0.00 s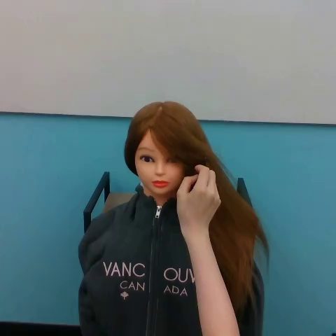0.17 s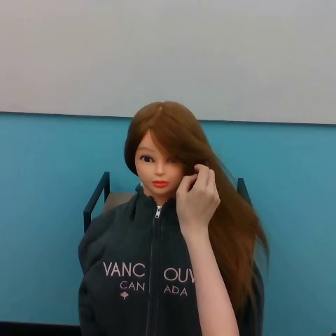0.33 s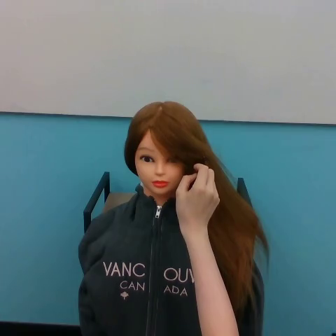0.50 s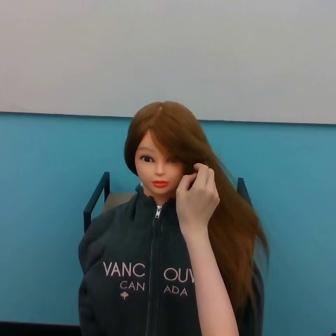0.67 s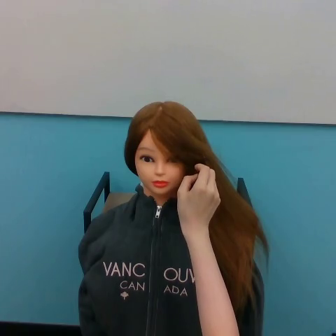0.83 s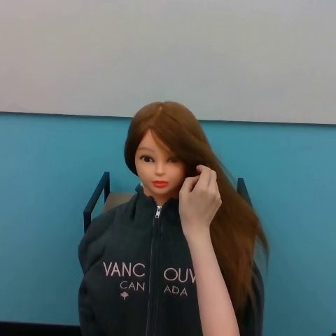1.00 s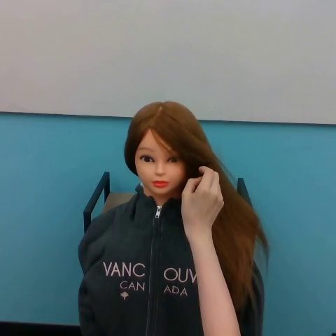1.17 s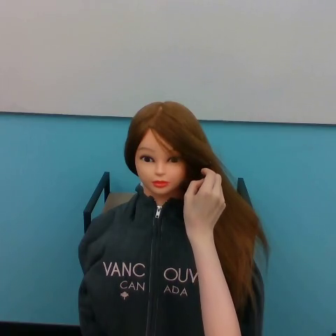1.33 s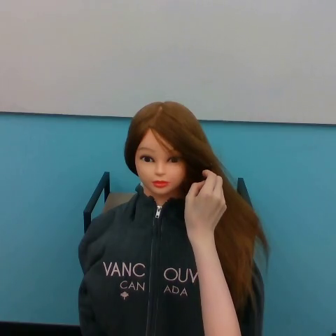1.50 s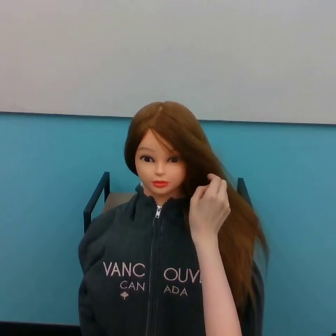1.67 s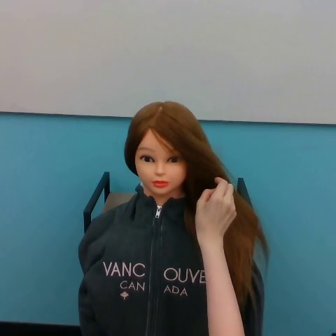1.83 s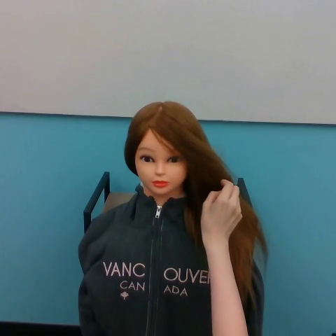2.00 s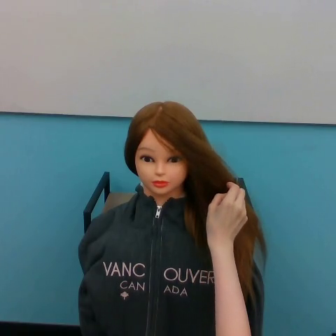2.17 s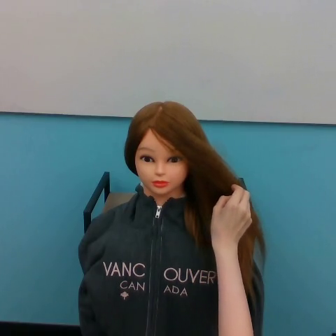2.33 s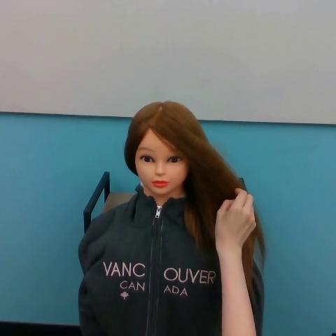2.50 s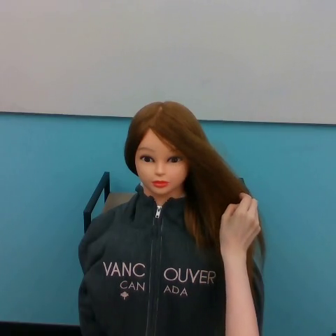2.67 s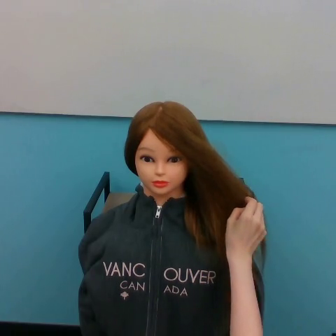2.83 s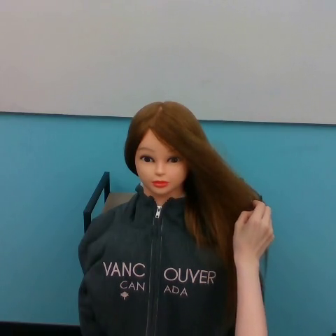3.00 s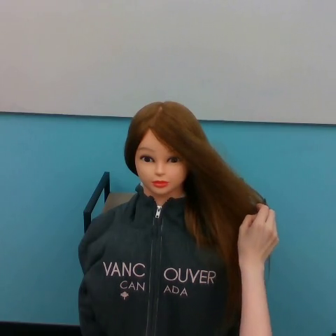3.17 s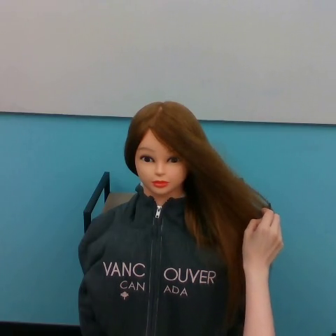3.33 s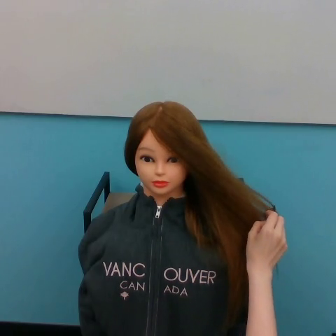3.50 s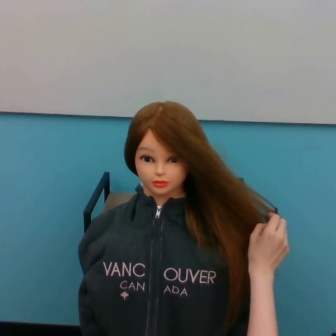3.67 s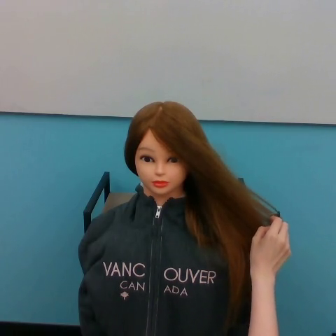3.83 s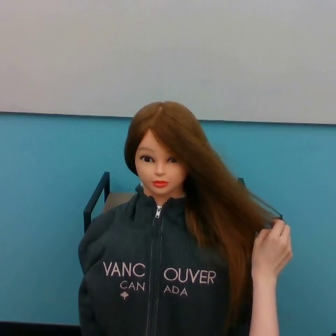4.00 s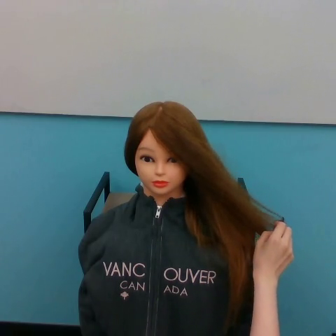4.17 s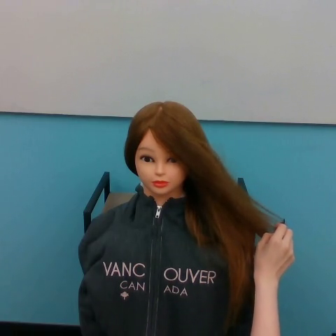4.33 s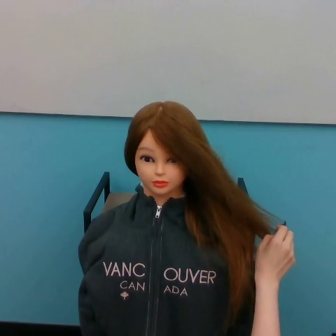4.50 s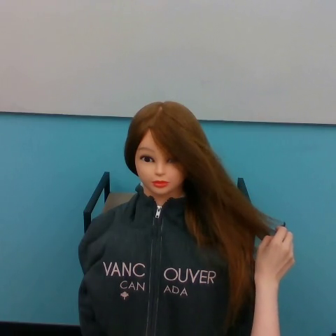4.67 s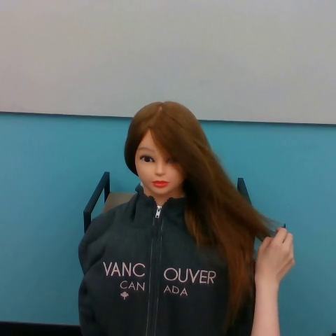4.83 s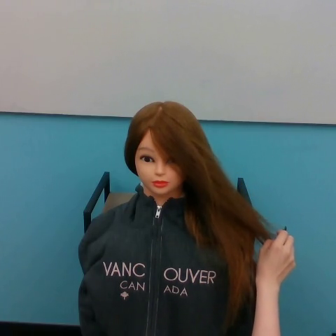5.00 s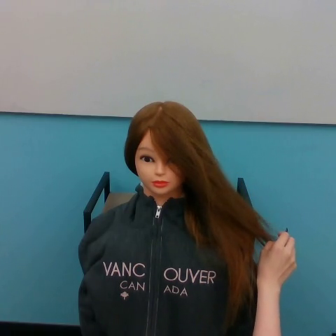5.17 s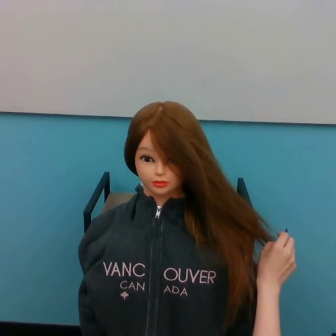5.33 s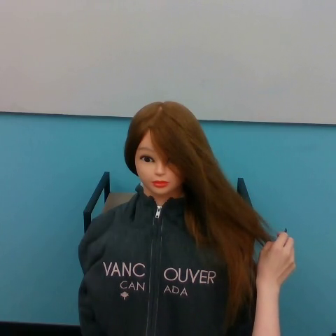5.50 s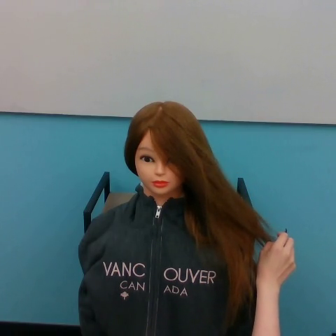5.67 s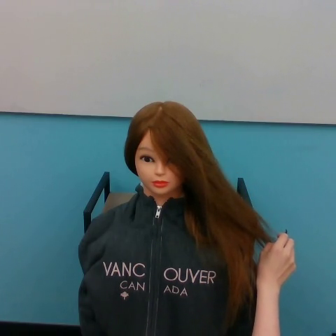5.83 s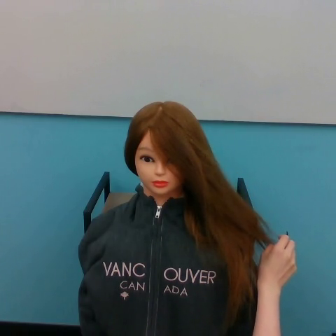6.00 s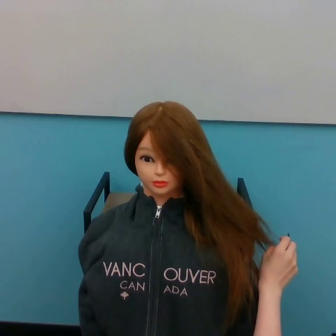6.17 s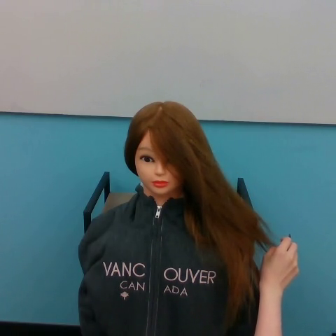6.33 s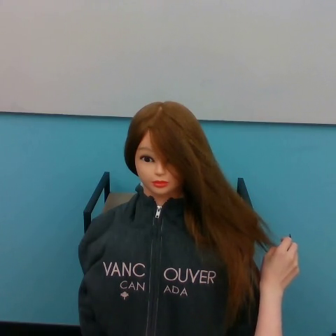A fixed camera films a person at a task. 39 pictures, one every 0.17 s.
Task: brush hair.
Motion: move to the bottom right.
0.00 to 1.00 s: The hand moves only a little.
1.00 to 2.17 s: The hand goes to the right and downward.
2.17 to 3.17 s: The hand goes to the right and downward.
3.17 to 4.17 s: The hand goes downward.
4.17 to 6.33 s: The hand moves only a little.
